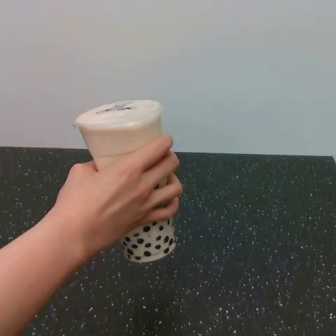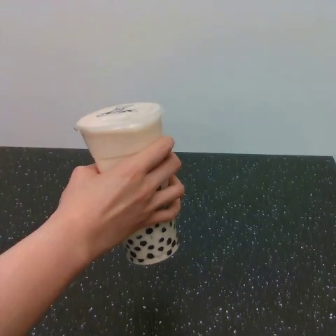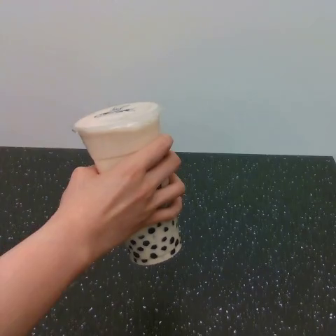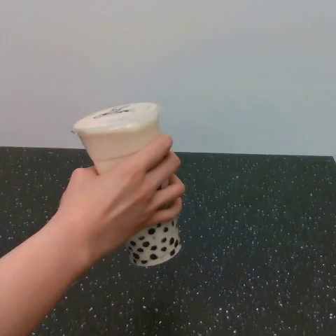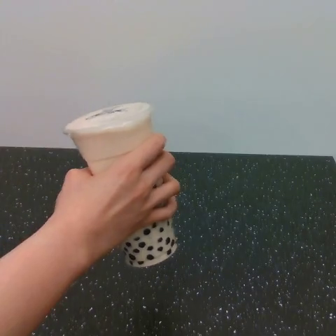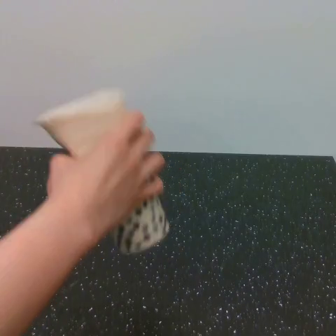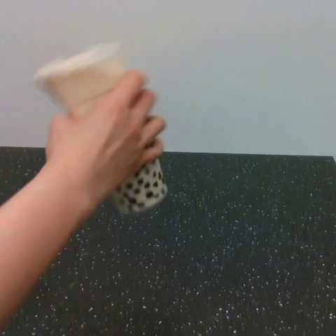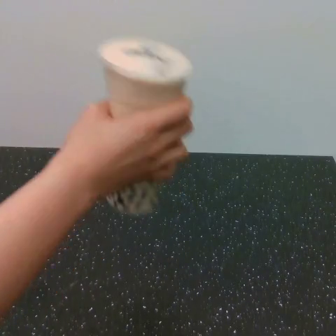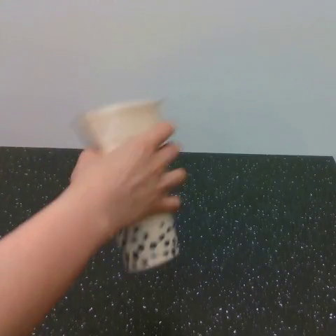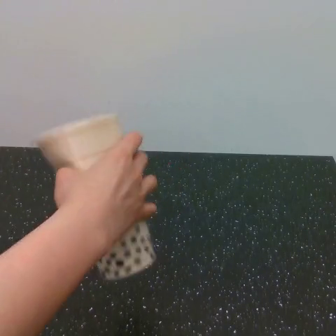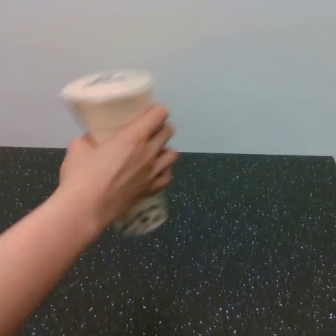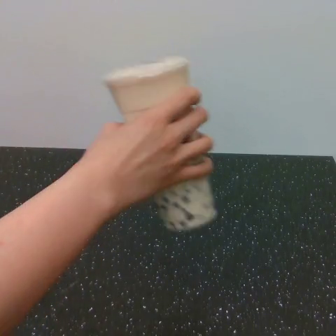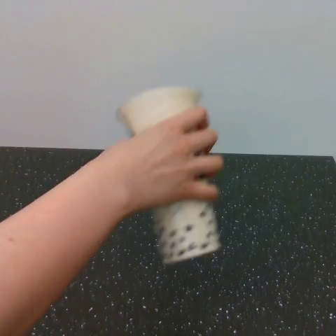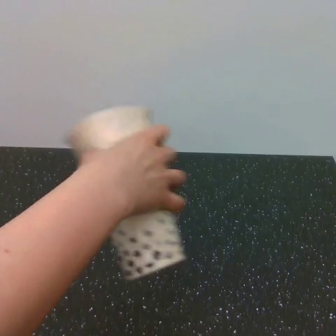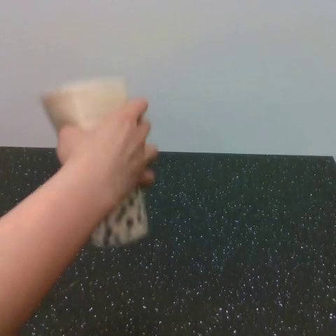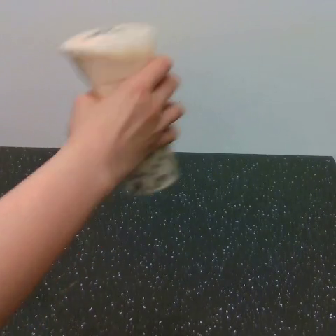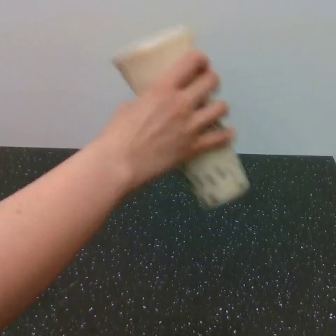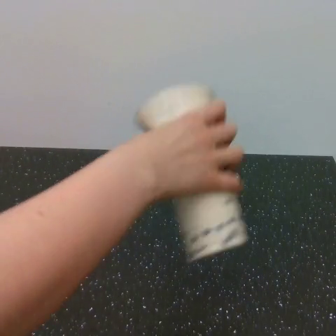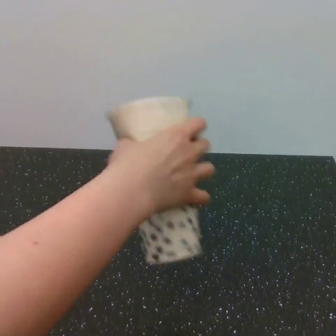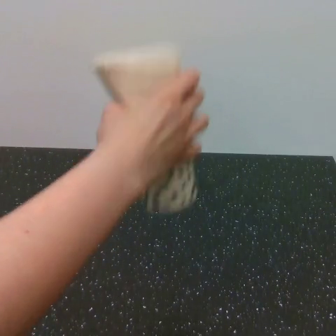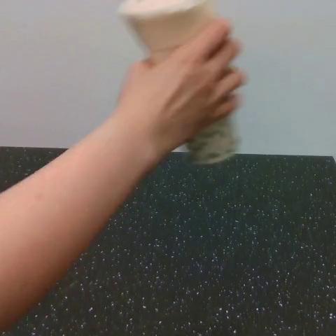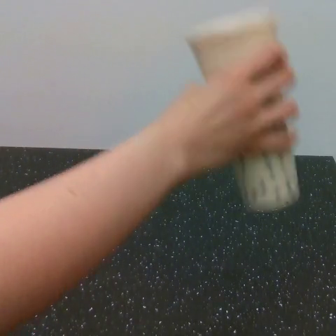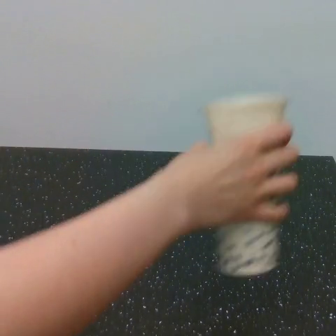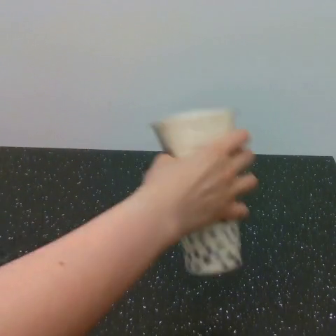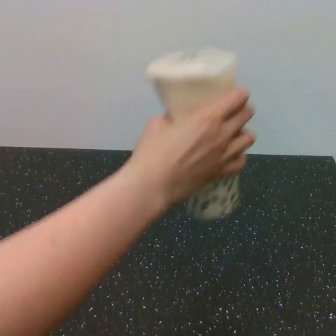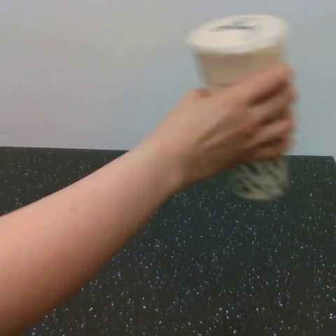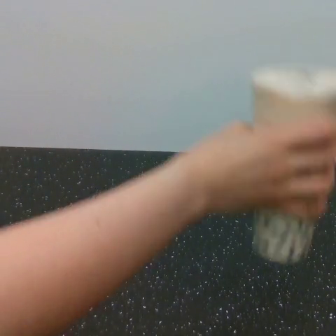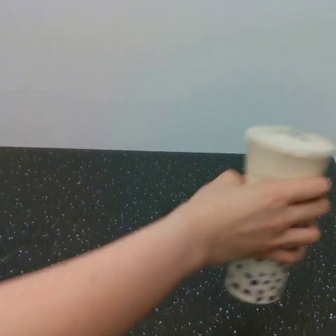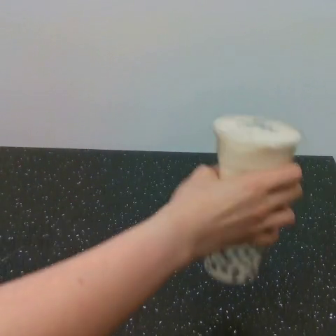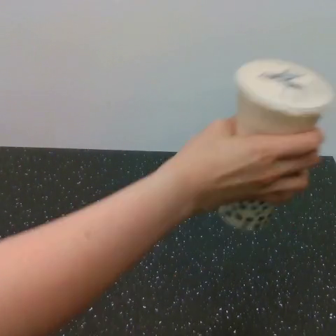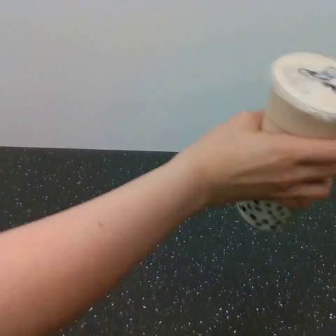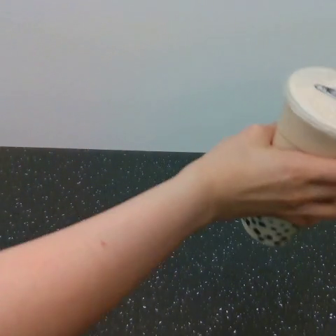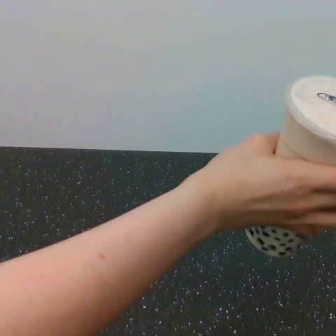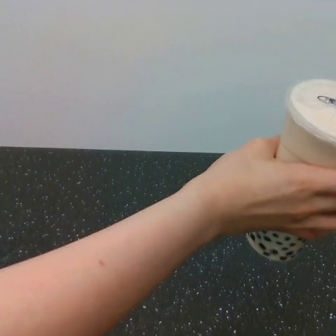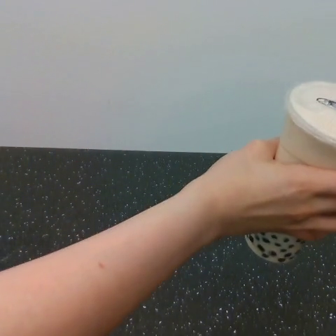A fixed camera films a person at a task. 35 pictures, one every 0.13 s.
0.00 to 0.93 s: The hand goes upward and to the left, then to the right, on a clockwise arc.
0.93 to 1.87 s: The hand goes downward and to the left, then upward, on a clockwise arc.
1.87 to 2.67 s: The hand goes to the right and upward, on a clockwise arc.
2.67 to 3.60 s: The hand goes downward and to the right, on a clockwise arc.
3.60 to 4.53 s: The hand goes upward, then downward and to the right, on a clockwise arc.
Task: shake the boba.
Motion: move to the right, while making circular motions.
